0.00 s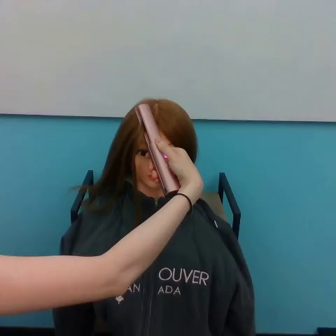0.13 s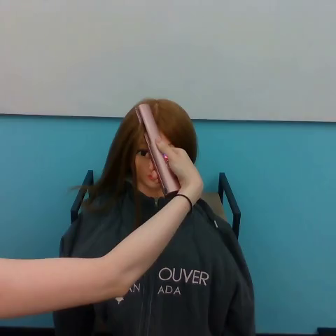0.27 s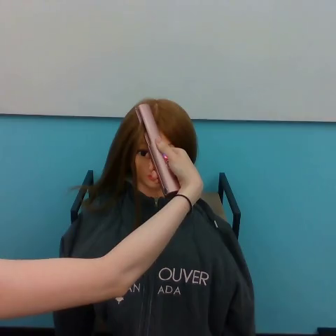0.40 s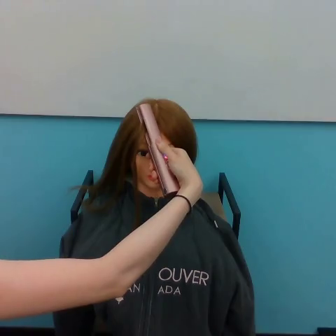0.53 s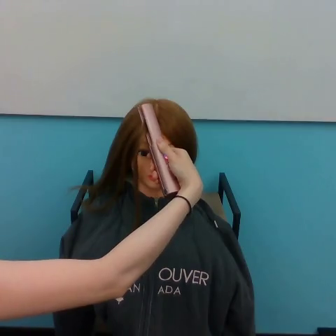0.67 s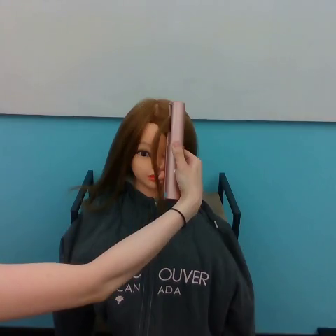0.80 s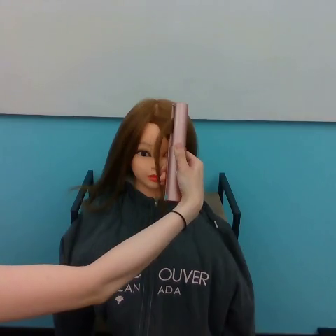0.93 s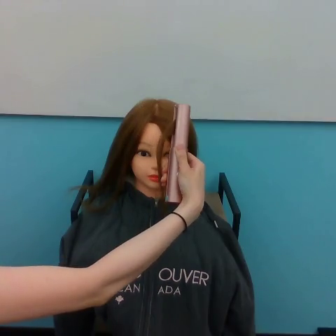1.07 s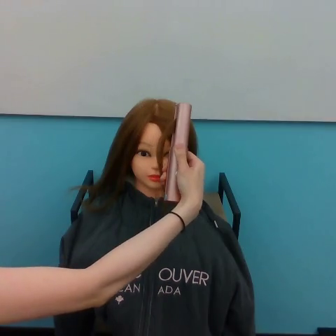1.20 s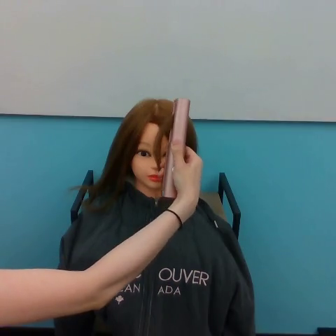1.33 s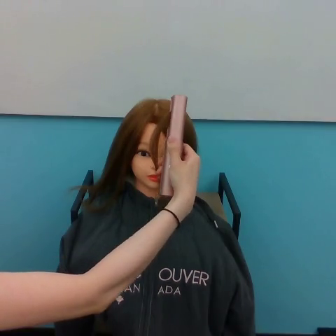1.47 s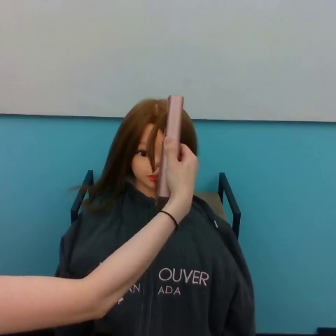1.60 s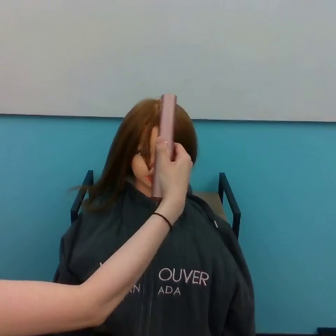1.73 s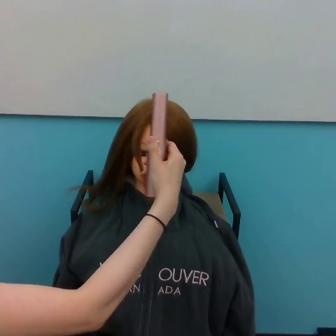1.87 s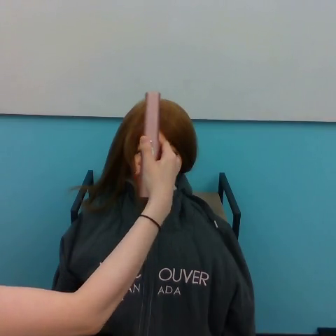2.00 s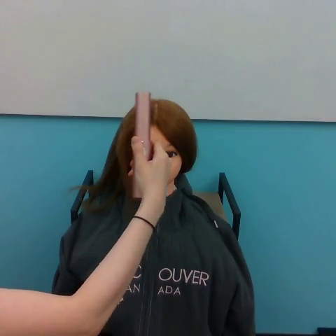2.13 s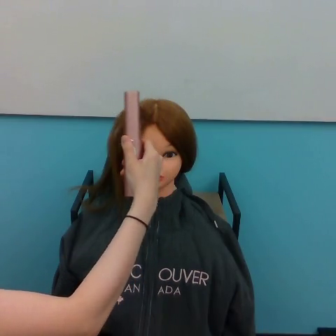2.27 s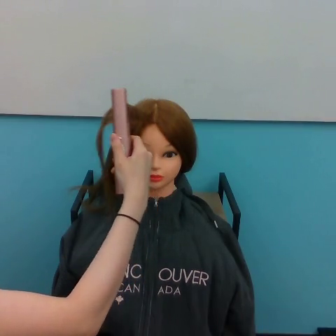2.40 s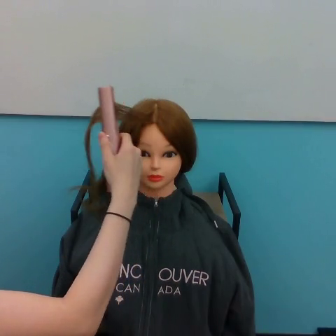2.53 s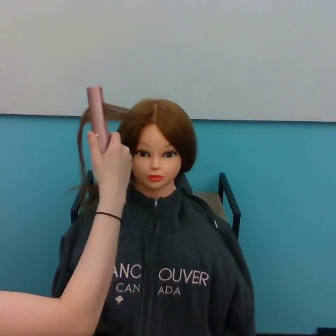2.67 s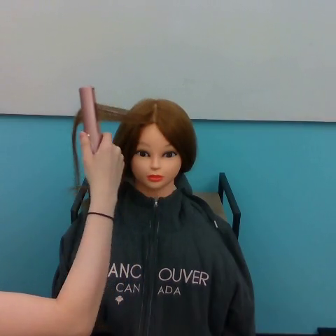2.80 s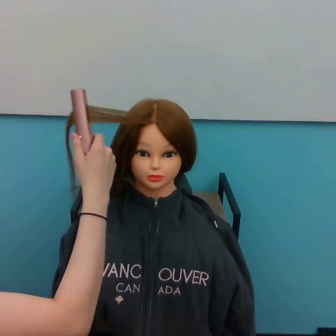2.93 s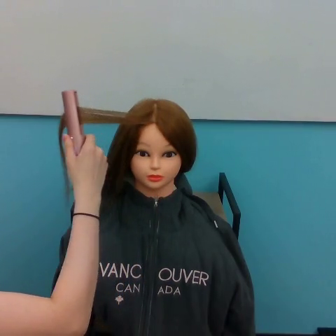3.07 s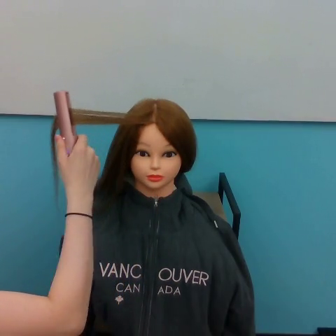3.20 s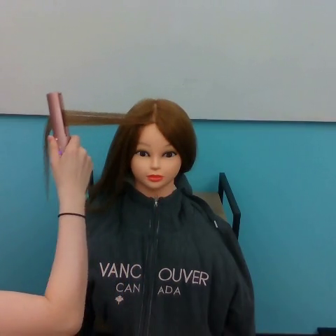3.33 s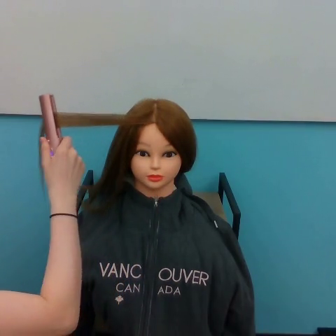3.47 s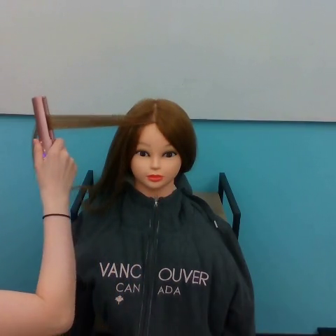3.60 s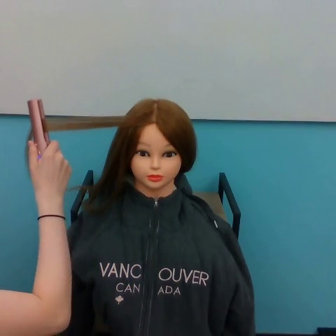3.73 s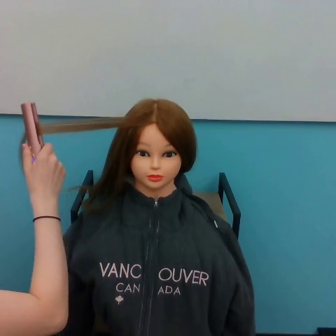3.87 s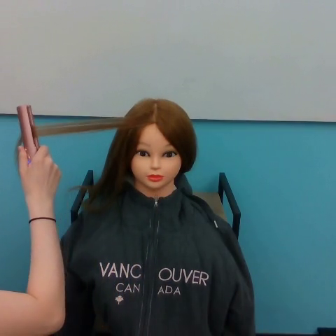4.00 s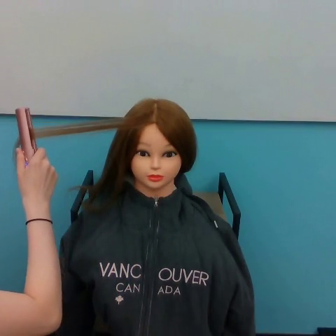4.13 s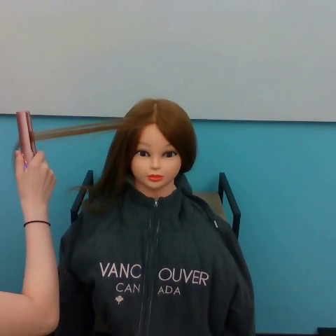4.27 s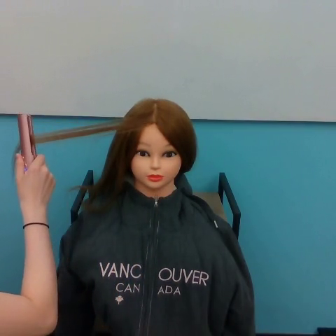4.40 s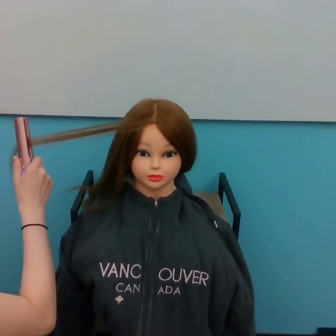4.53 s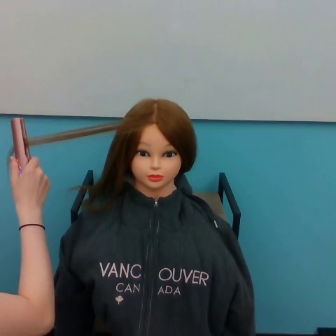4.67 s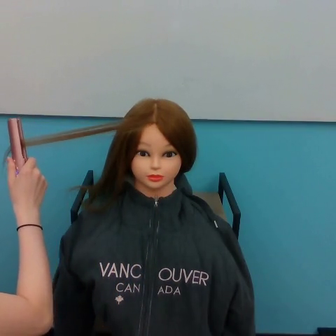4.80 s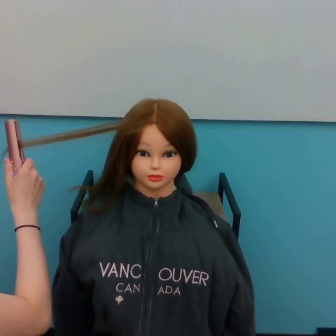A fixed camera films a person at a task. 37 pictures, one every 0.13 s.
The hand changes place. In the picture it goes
to the left.
0.00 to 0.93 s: The hand moves only a little.
0.93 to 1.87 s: The hand goes to the left.
1.87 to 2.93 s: The hand goes to the left.
2.93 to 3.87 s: The hand goes to the left.
3.87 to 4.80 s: The hand goes to the left.
Task: straighten hair.
Motion: move to the right shortly and move to the left.
